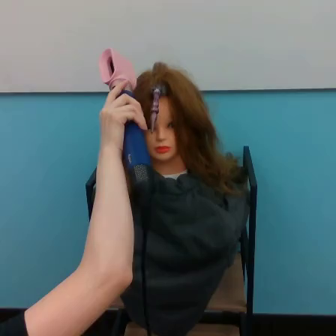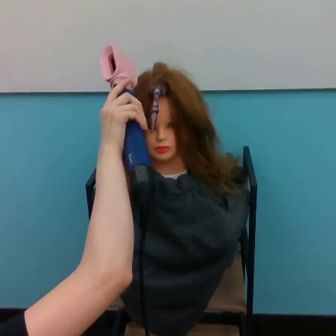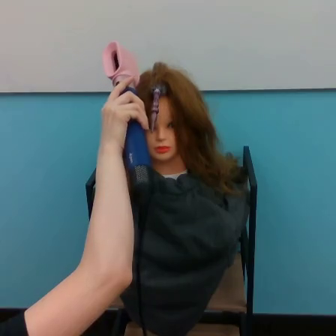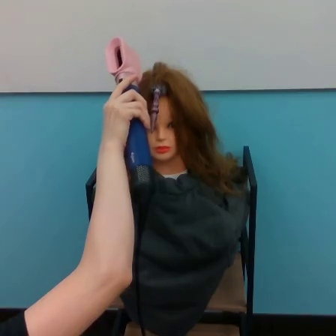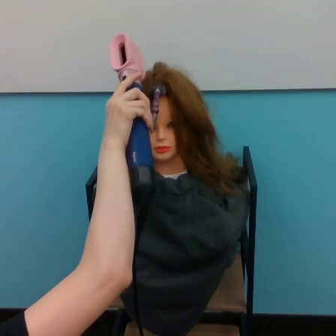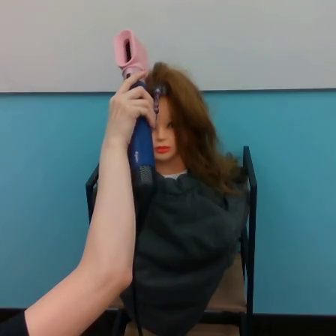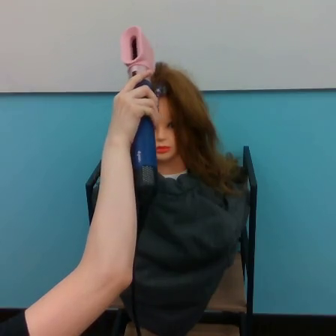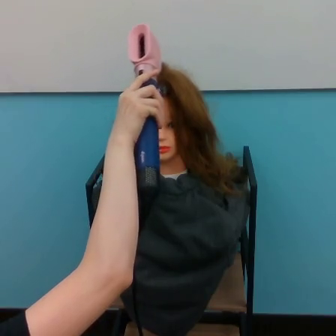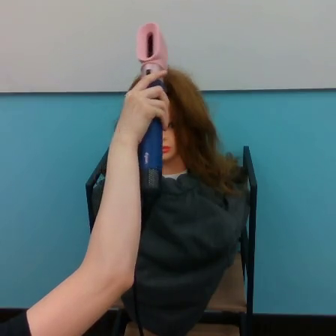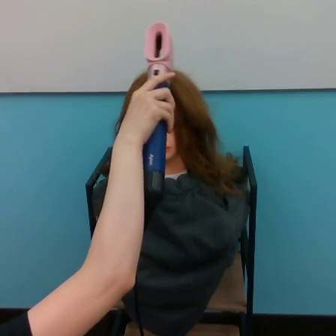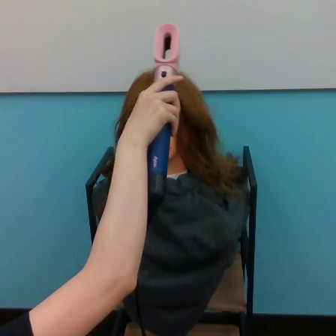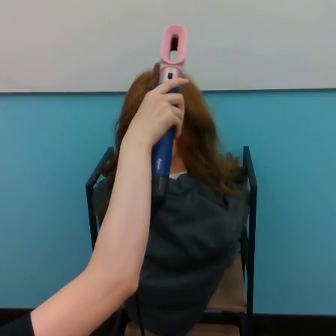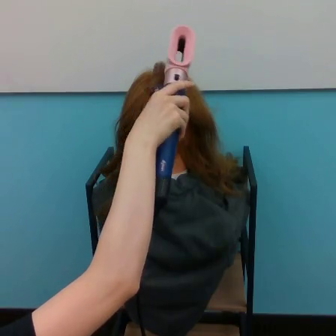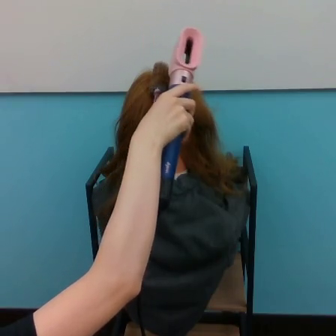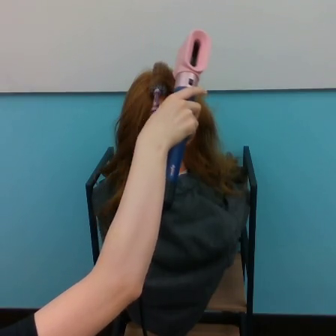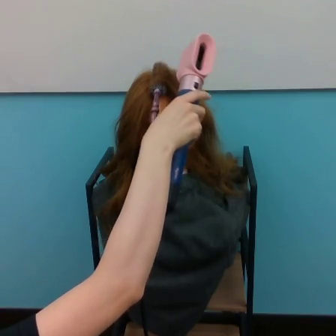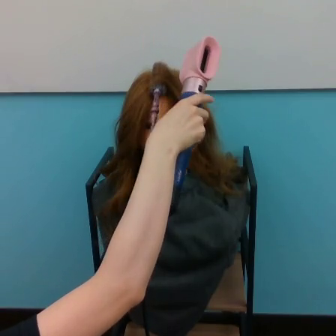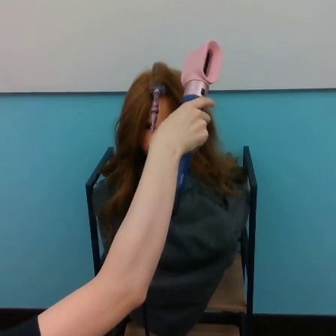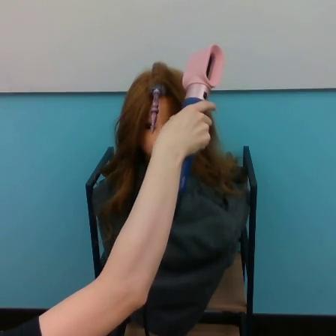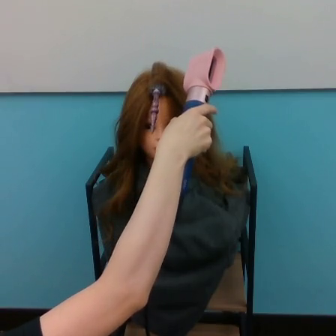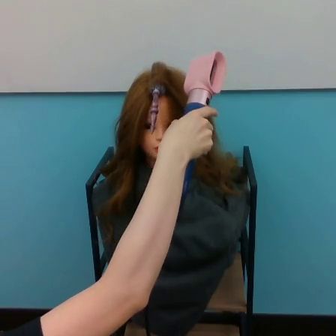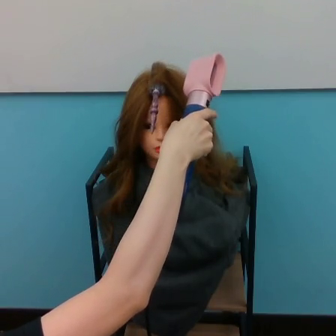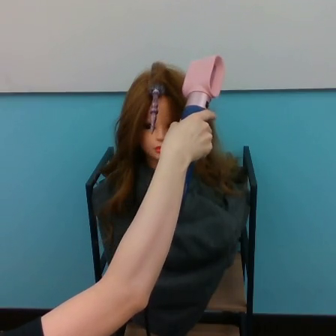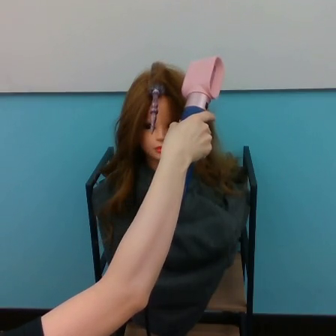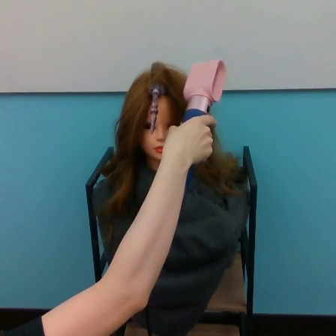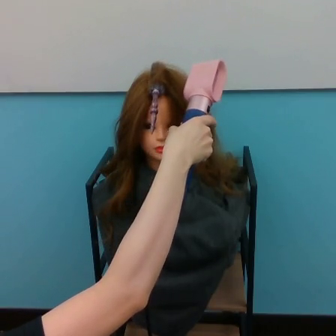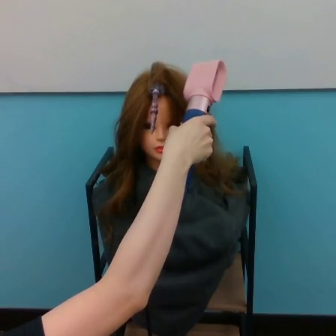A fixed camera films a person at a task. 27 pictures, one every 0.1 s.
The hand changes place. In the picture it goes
to the right.
0.0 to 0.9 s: The hand goes to the right.
0.9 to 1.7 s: The hand goes to the right and downward.
1.7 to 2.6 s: The hand goes downward.
Task: volume hair.
Motion: move to the right following a concave curve.
